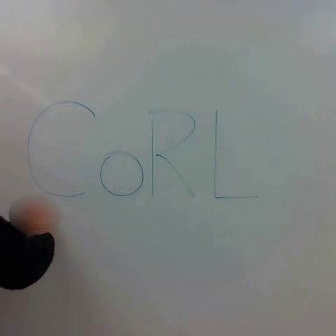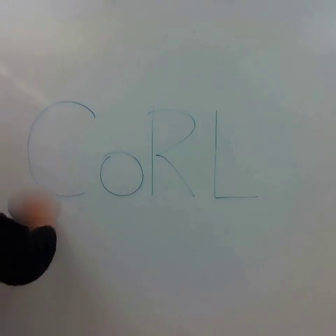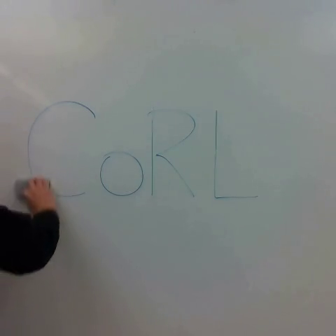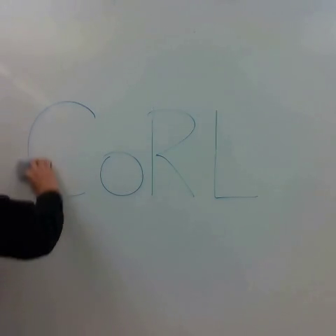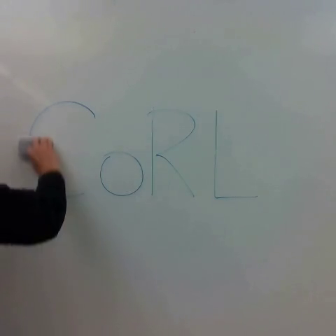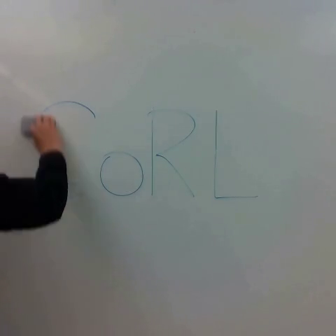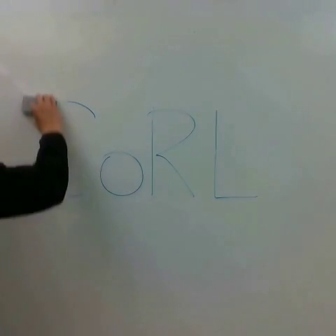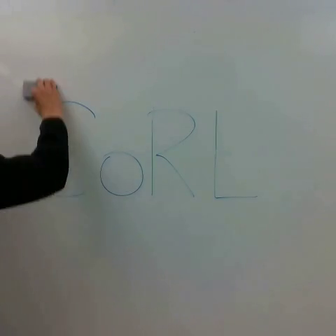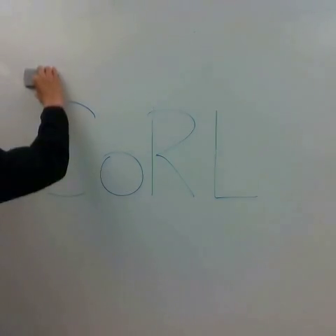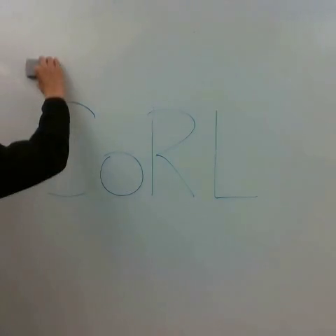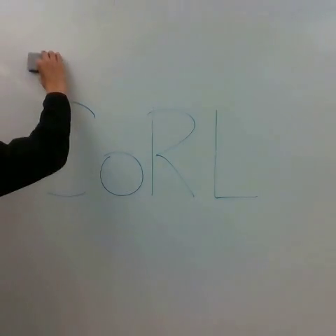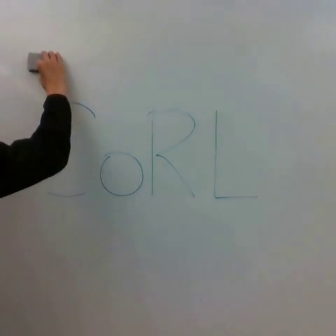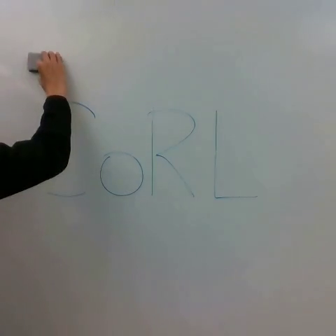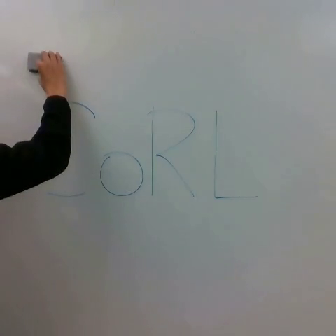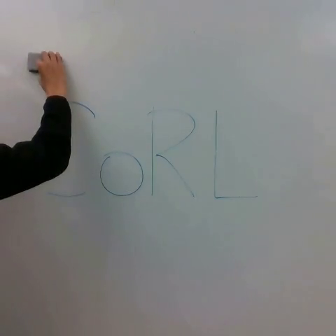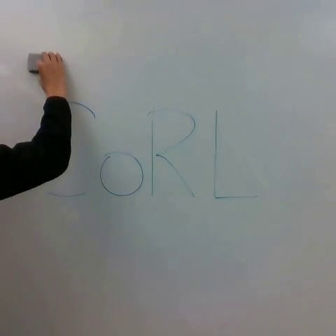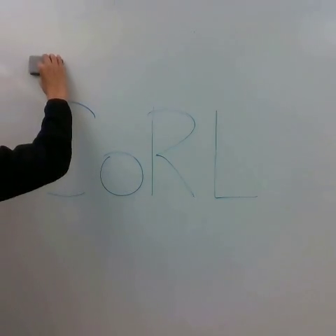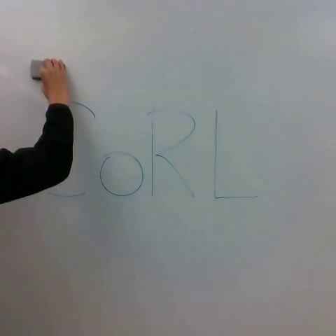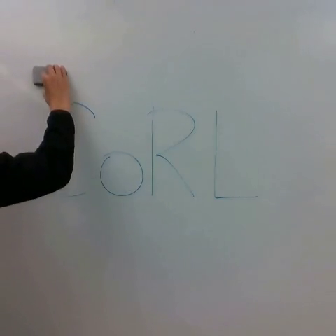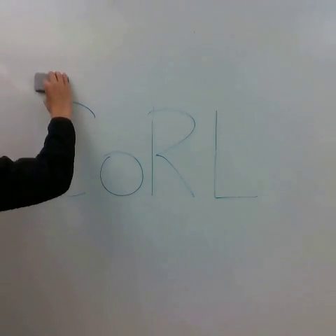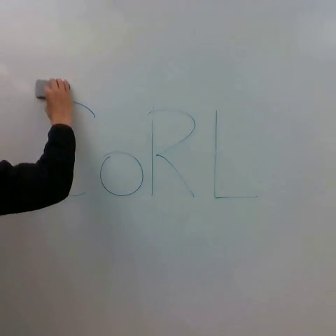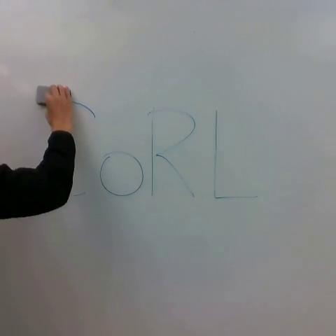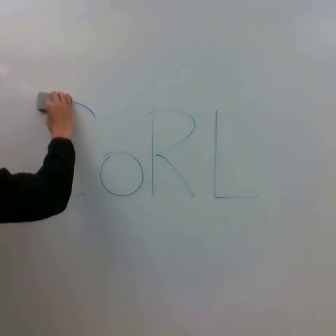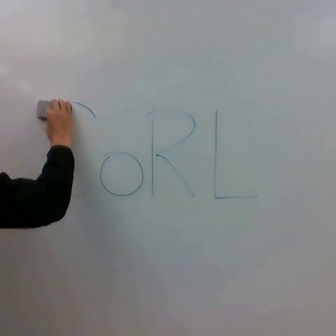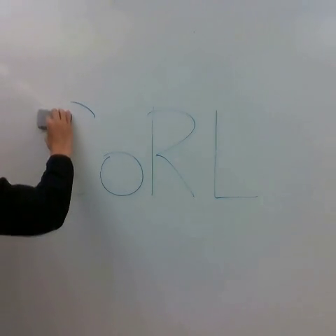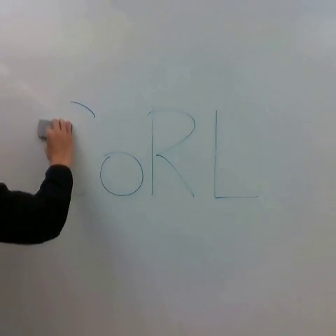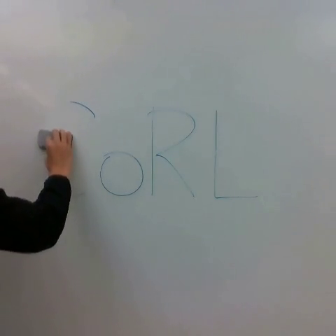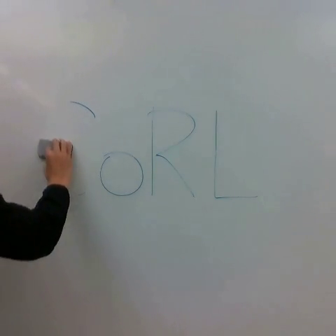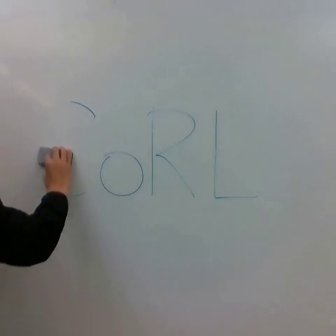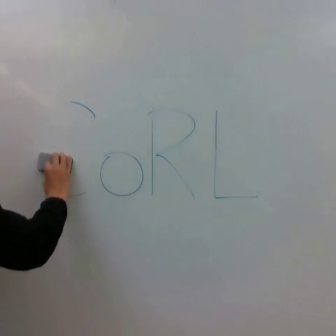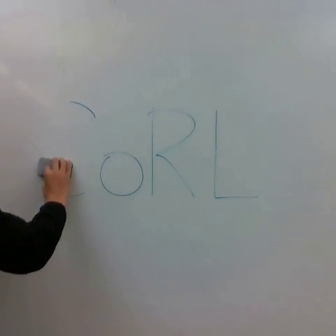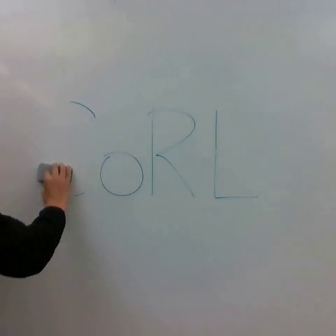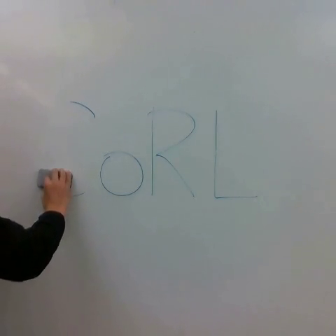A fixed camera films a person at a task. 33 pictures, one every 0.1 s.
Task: erase whiteboard.
0.0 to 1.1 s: The hand goes upward.
1.1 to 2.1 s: The hand goes downward.
2.1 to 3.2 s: The hand goes downward.
